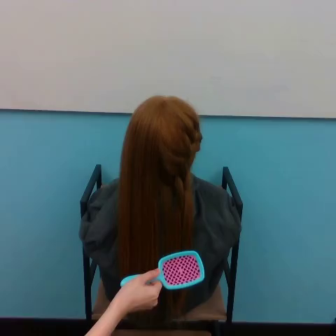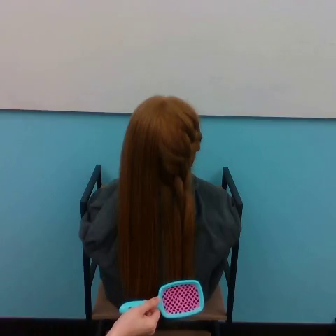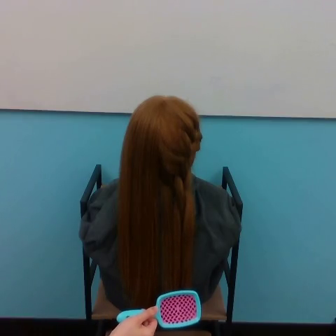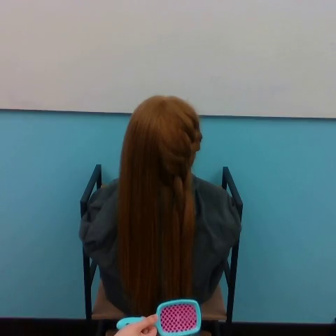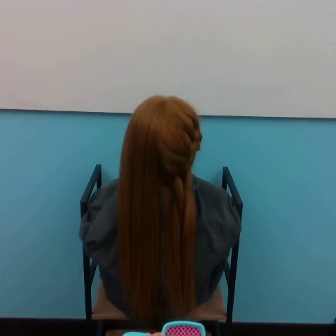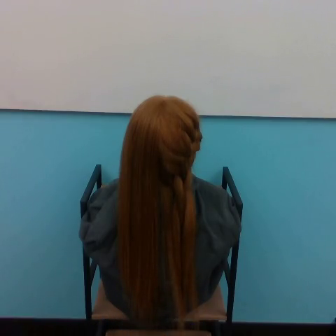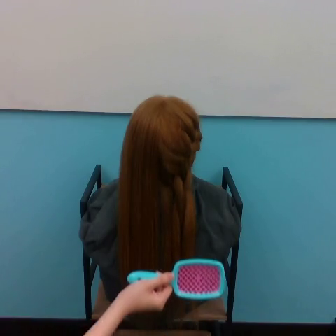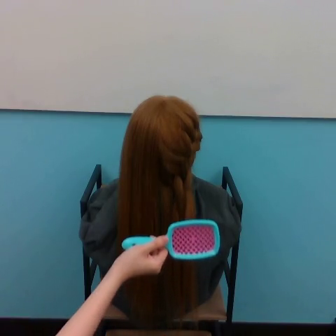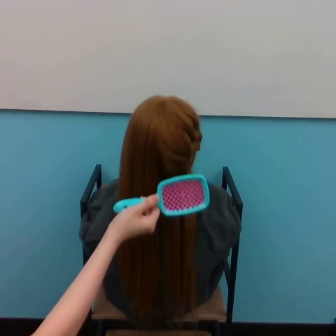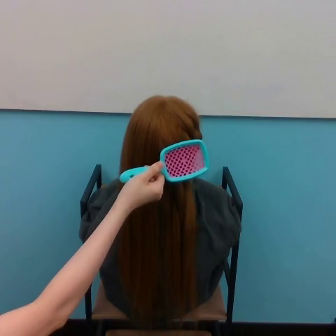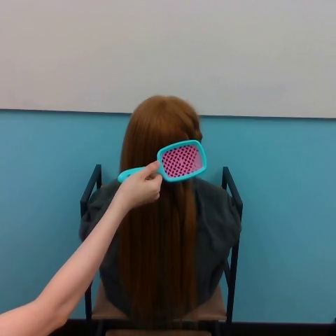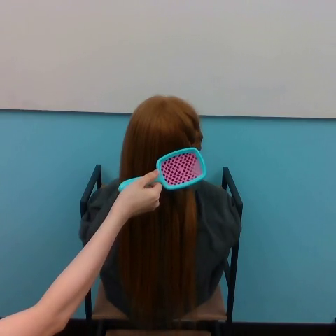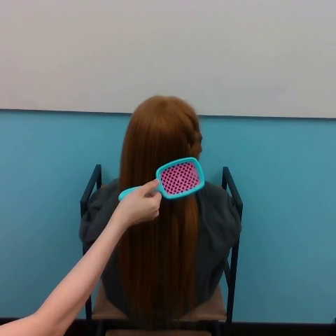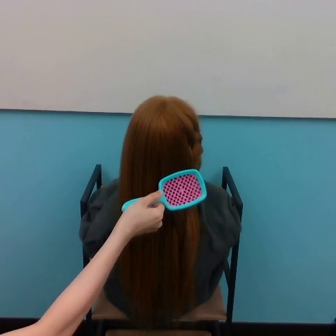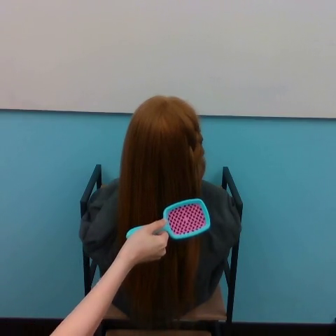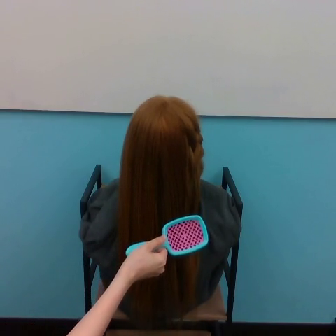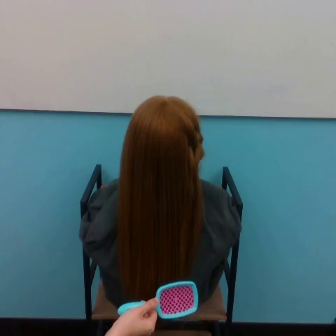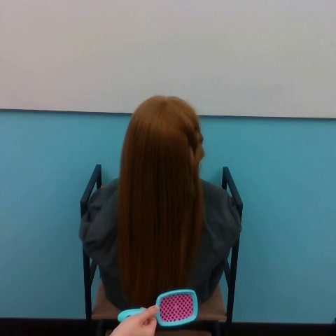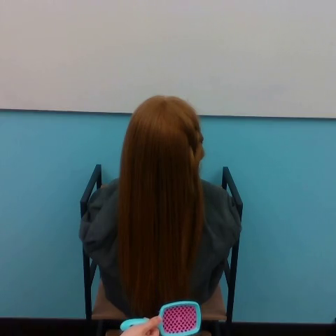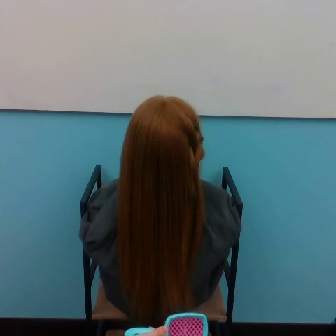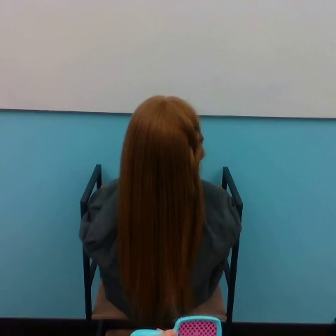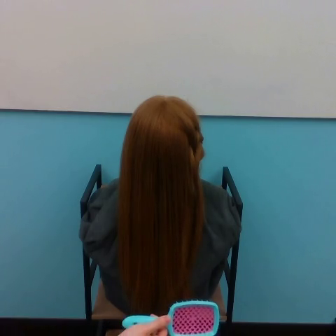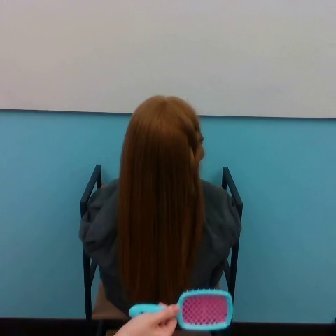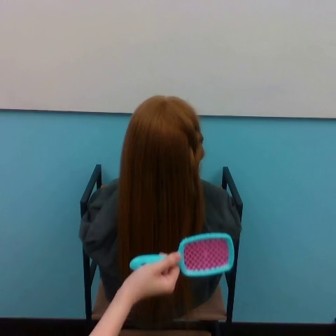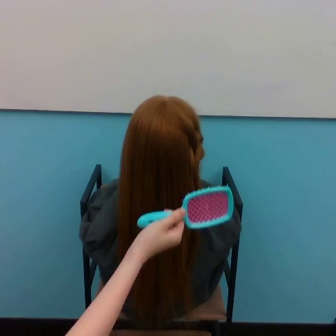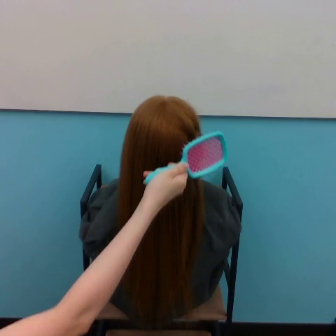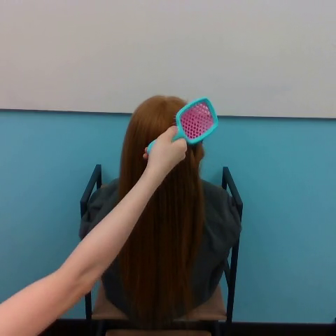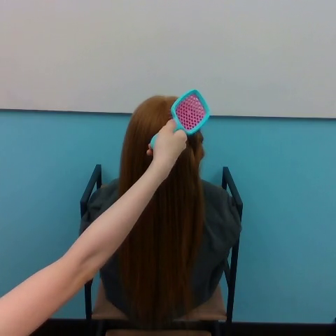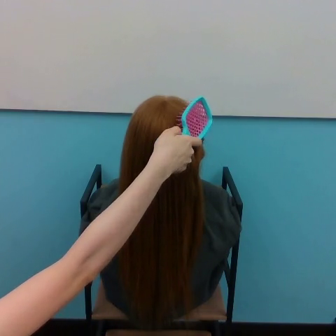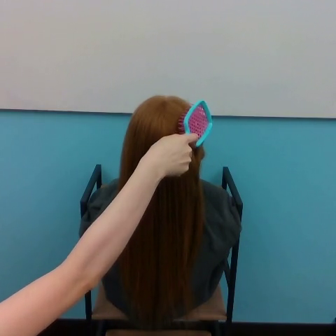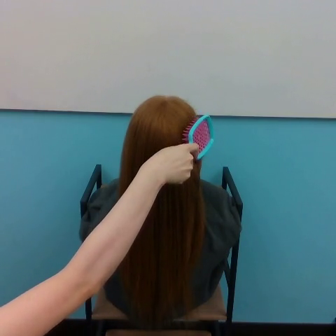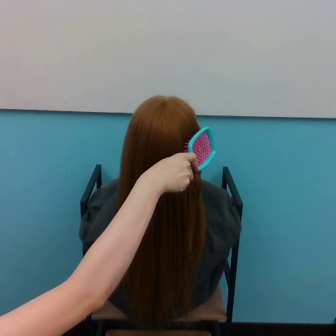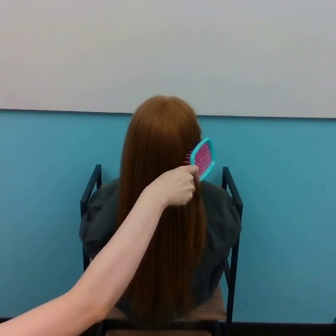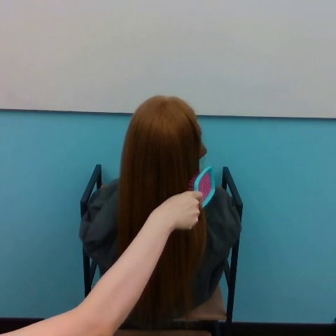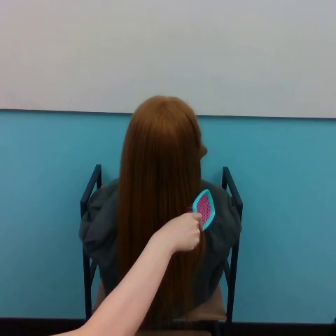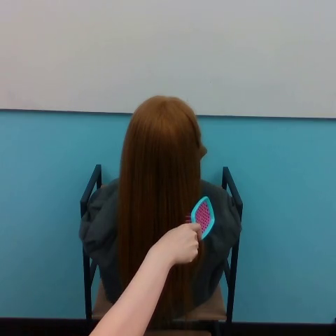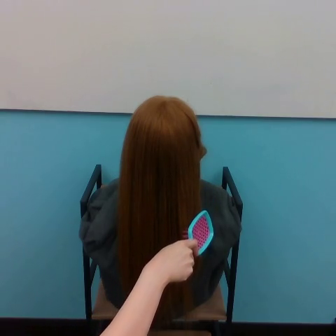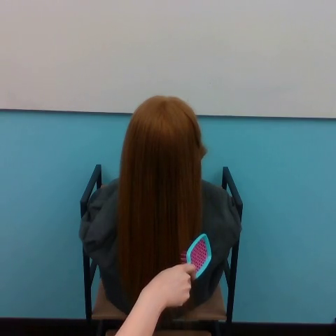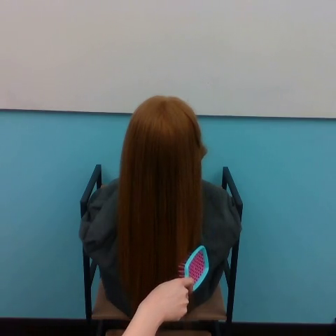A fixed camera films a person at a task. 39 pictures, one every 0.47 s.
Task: brush hair.
Motion: make 3 strokes, increasing the height of the starting point of each stroke.
0.00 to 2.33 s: The hand goes downward.
2.33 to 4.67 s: The hand goes upward.
4.67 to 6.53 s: The hand goes downward.
6.53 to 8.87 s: The hand goes downward.
8.87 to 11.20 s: The hand goes upward.
11.20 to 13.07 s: The hand goes upward.
13.07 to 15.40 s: The hand goes downward.
15.40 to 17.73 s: The hand goes downward.
